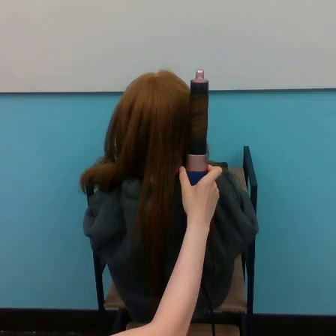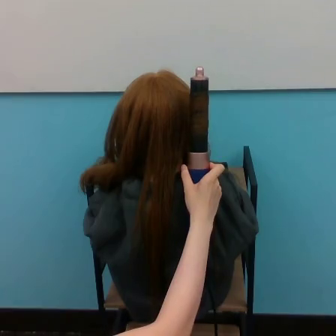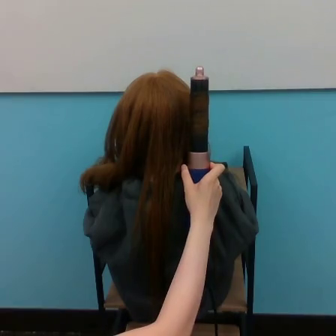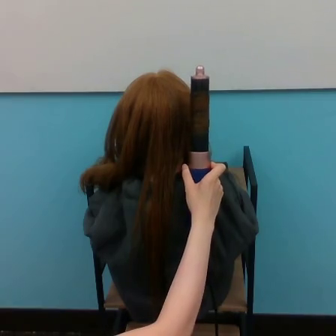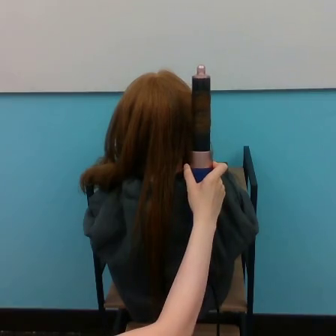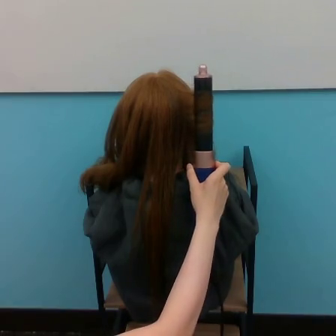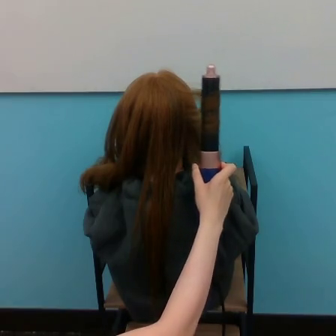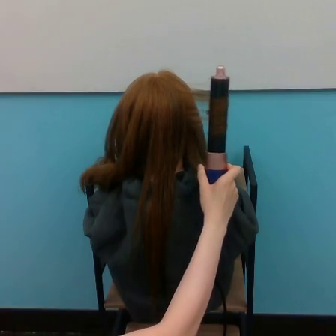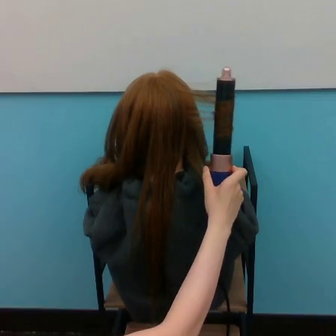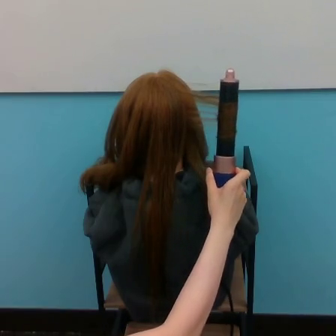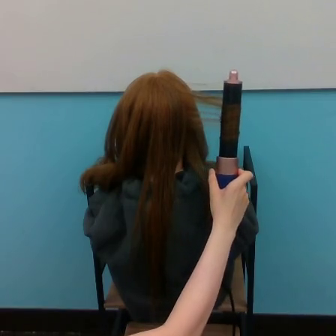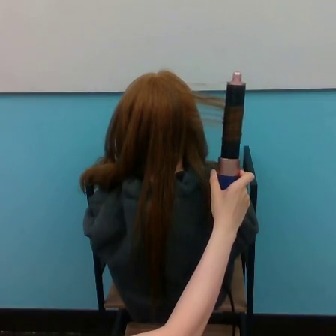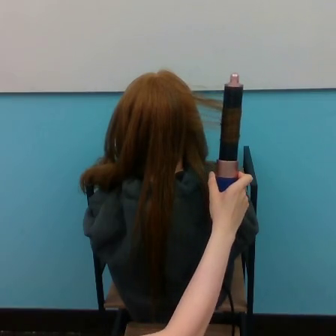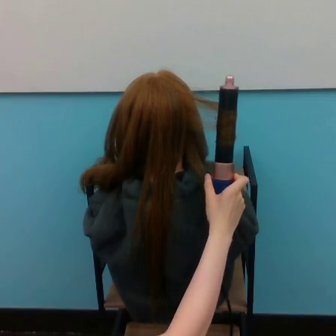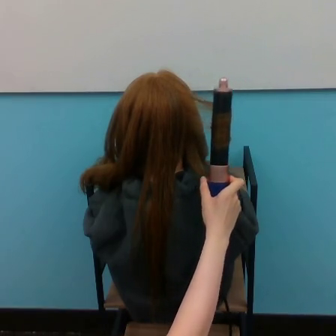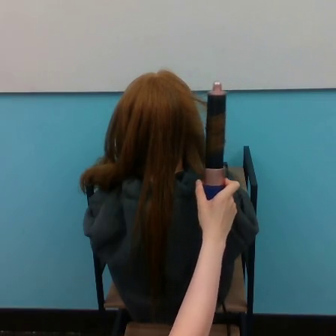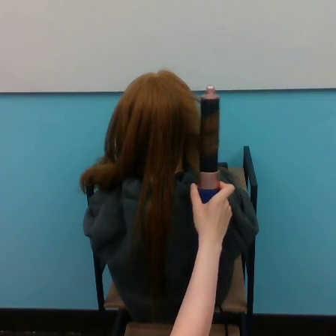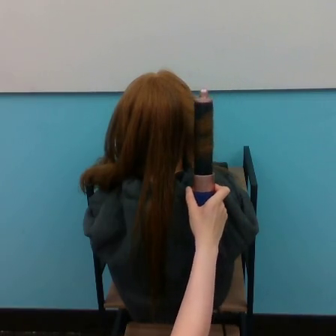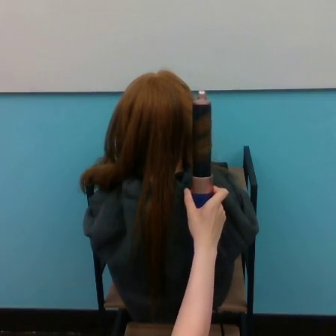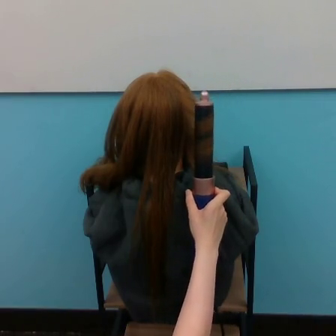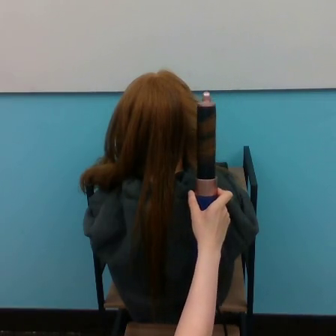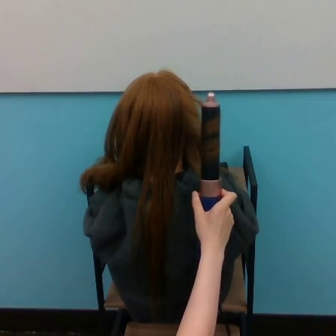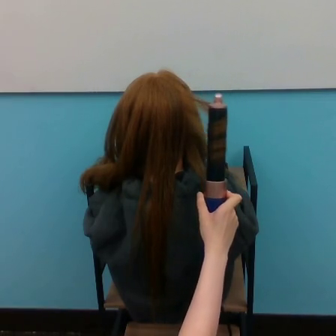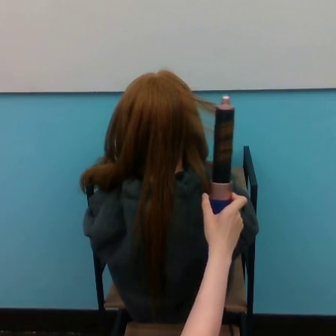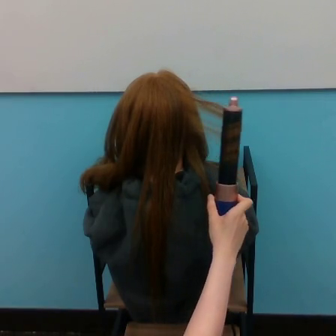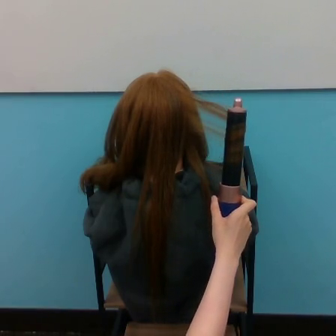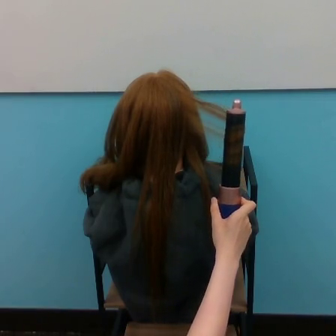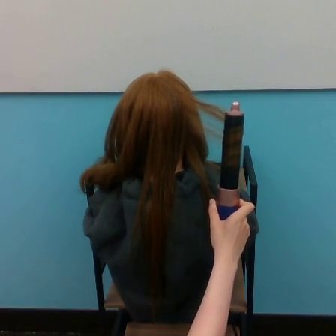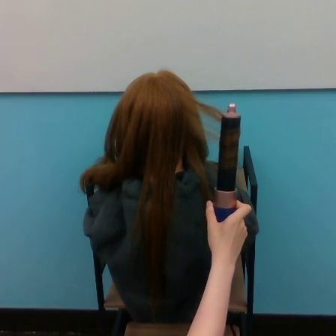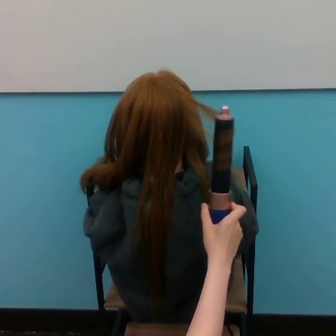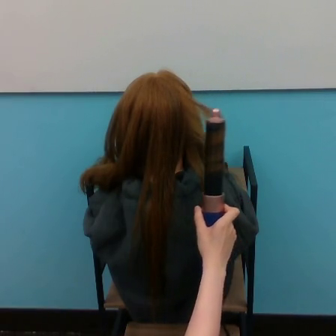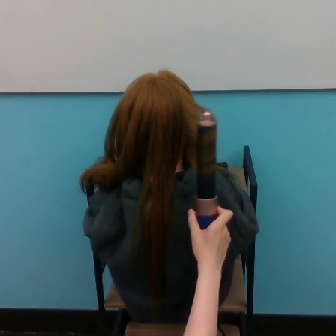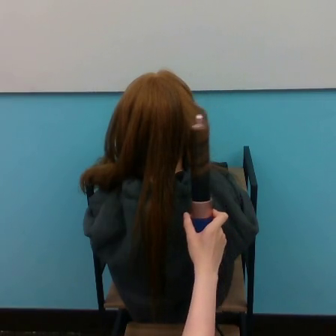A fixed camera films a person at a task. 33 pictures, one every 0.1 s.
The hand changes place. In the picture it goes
downward.
0.0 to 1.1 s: The hand goes to the right.
1.1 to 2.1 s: The hand goes to the left and downward, on a counterclockwise arc.
2.1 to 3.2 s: The hand goes downward, on a clockwise arc.
Task: curl hair.
